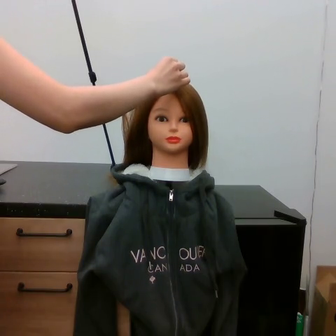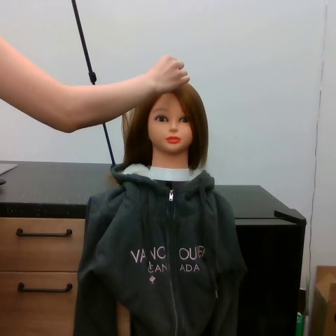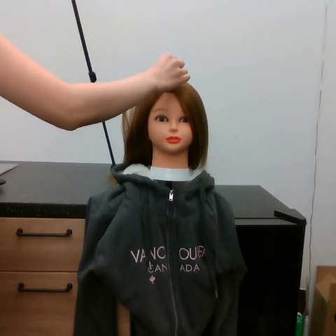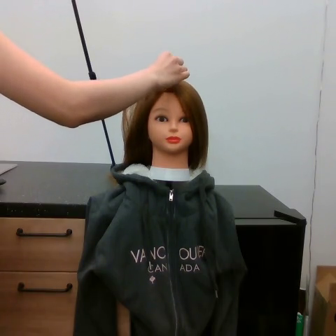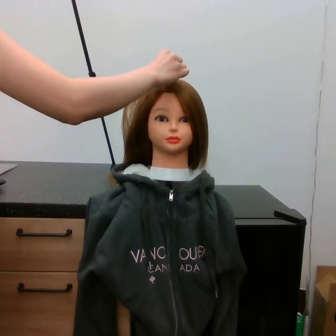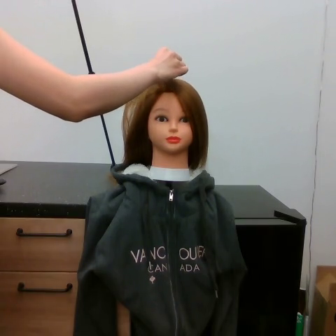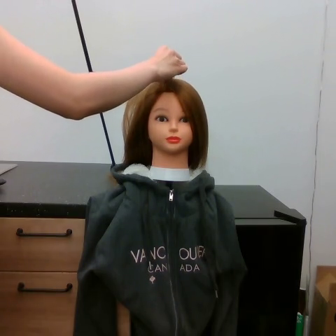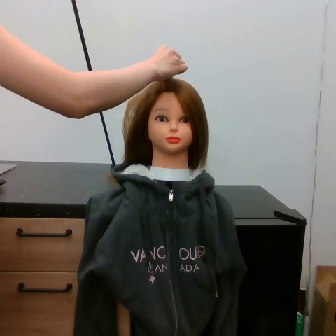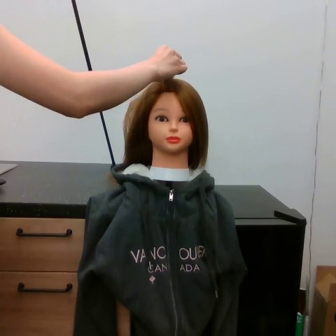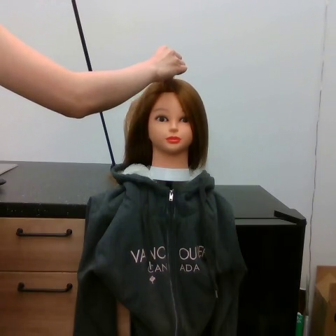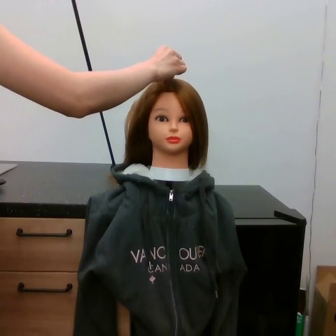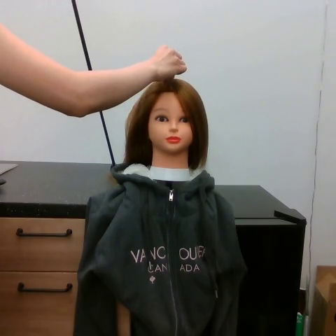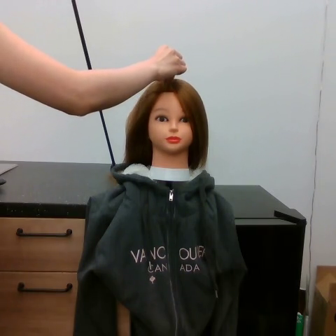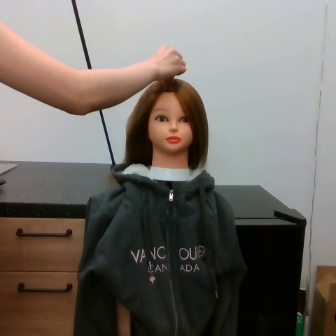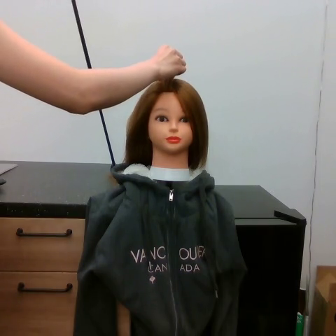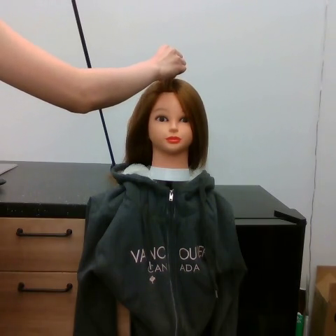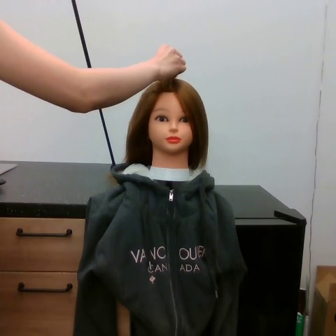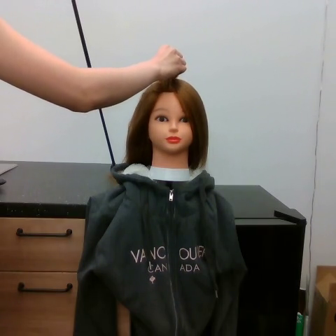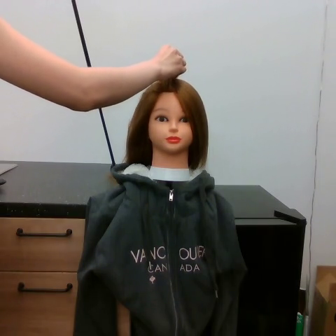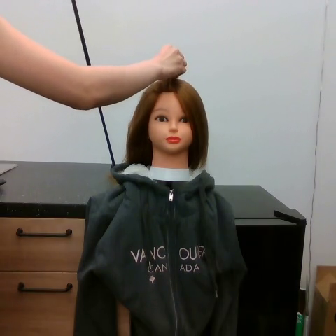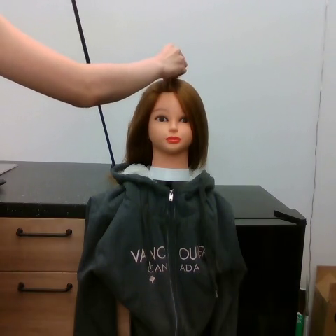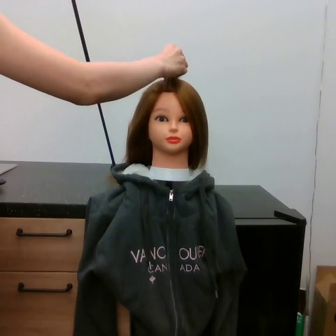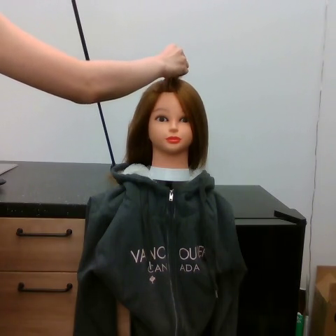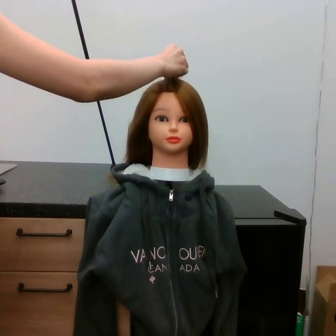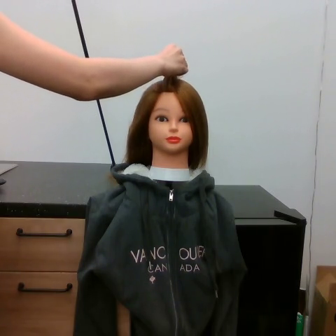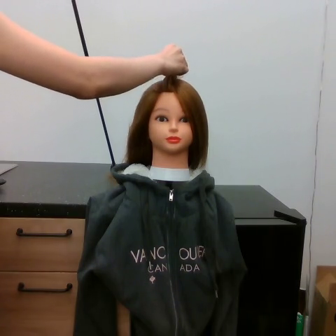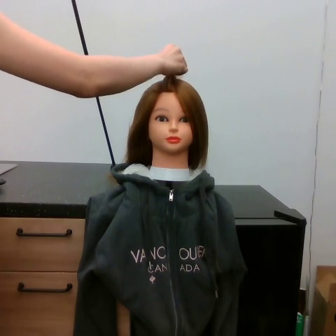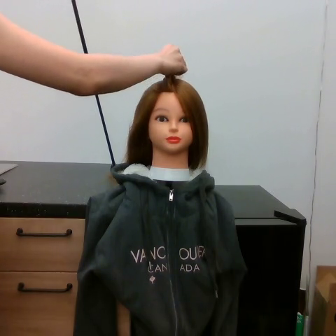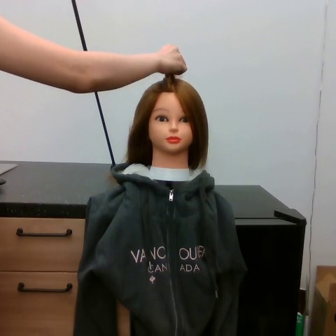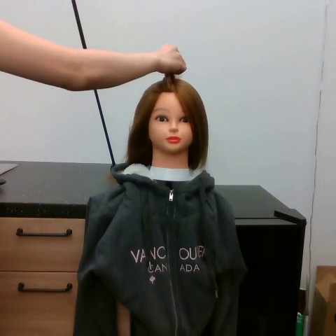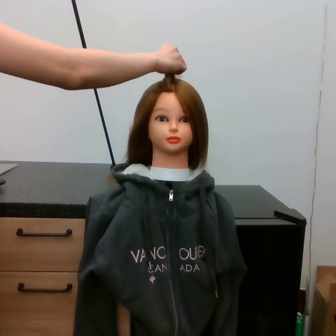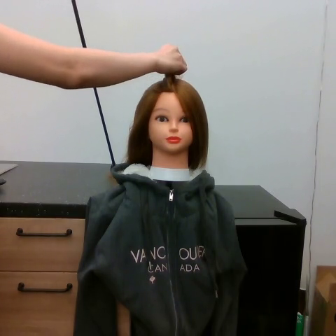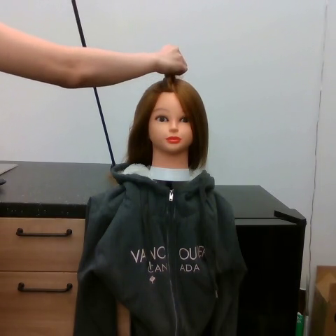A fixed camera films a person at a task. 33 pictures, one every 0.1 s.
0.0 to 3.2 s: The hand moves only a little.
Task: part hair.
